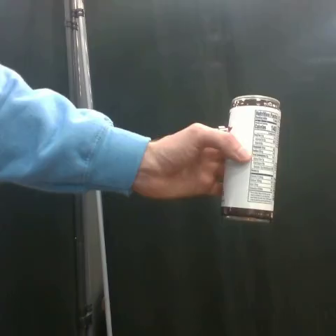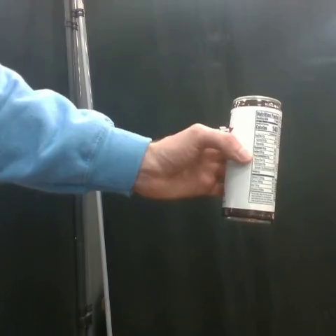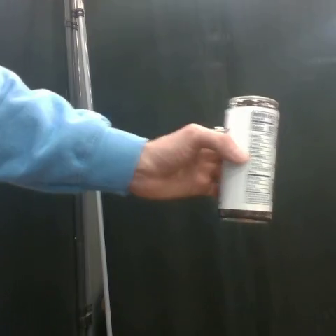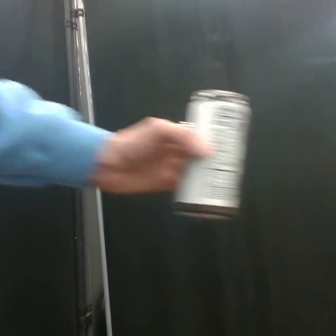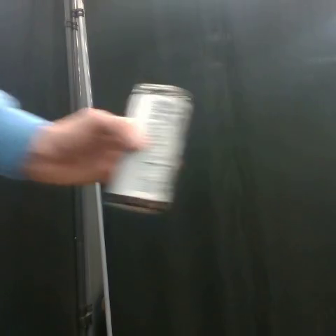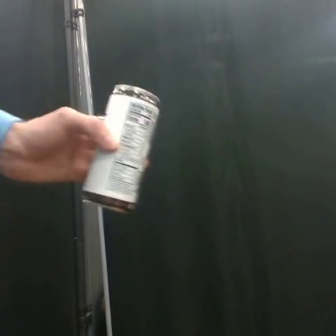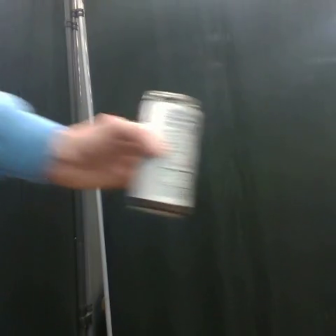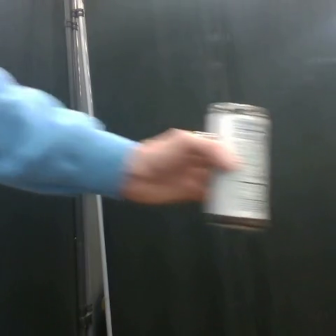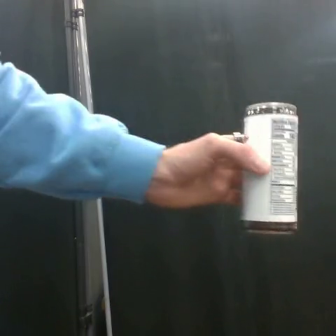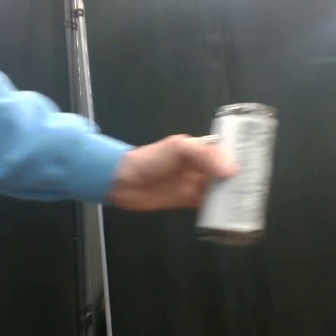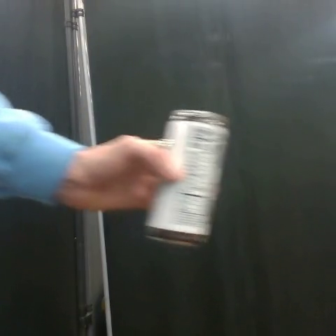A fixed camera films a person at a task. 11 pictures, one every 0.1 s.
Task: shake the coffee can.
Motion: move to the left, move to the right, then move to the left.
0.0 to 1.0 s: The hand goes to the left, then to the right and downward.
